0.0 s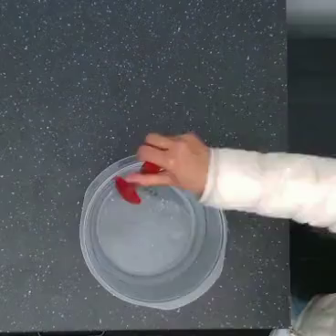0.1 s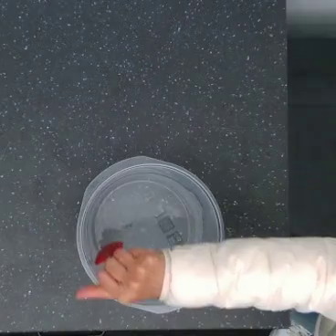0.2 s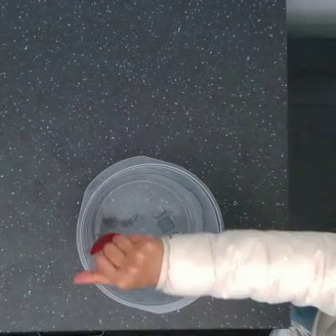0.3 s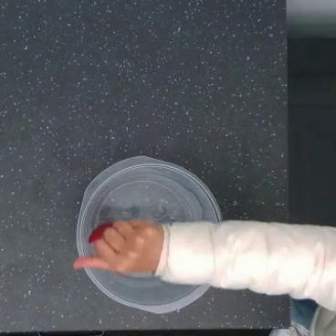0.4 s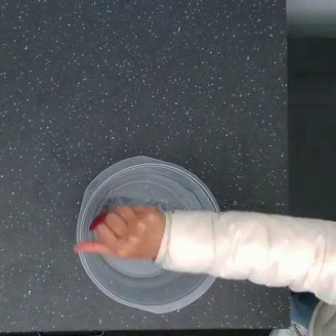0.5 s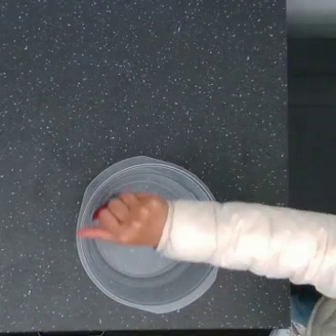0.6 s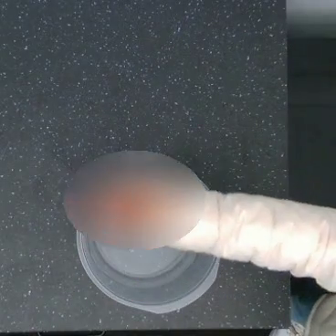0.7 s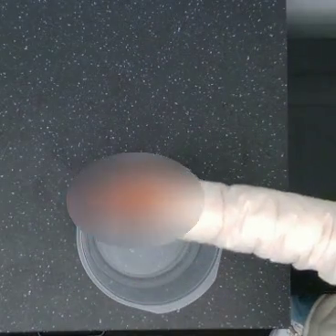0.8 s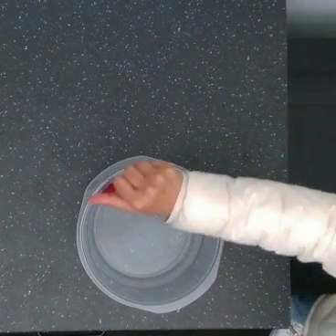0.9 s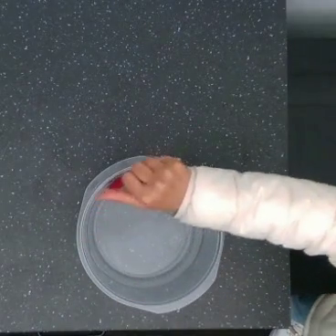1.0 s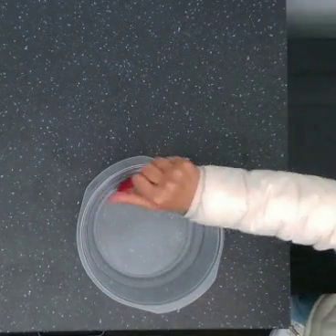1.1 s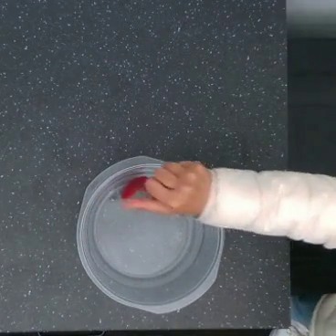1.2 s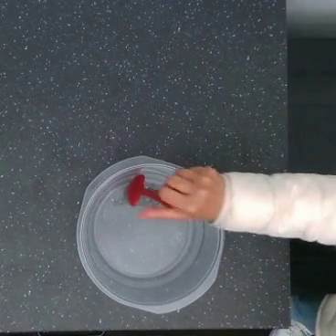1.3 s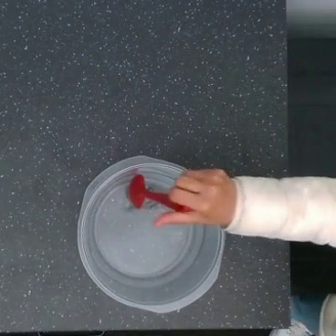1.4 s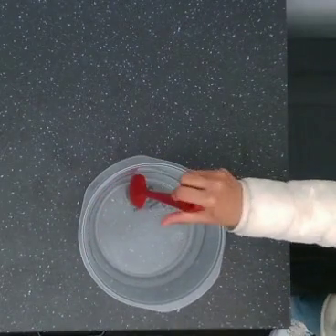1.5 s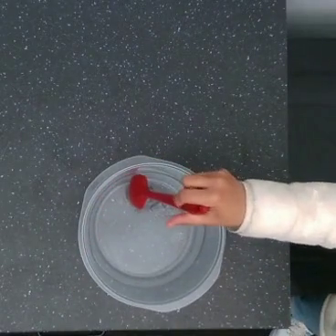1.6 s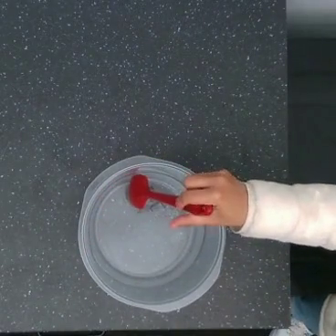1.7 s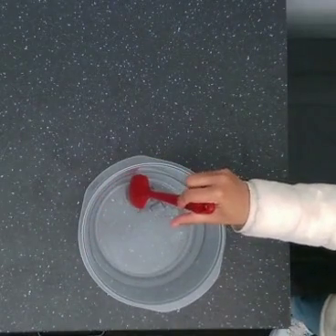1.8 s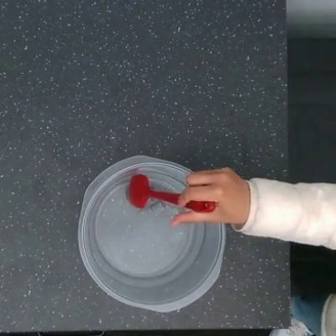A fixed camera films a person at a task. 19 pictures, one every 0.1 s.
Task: stir.
Motion: move downward, then move upward and to the right following a concave curve.
0.0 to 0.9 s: The hand goes downward, then upward.
0.9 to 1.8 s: The hand goes to the right.
